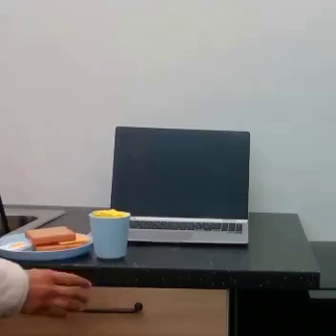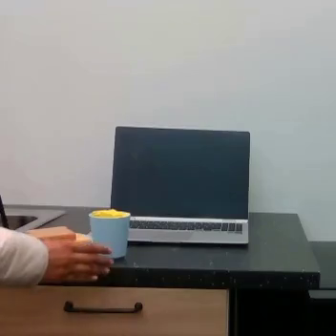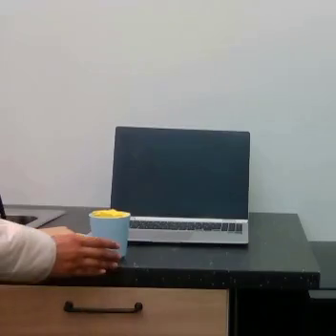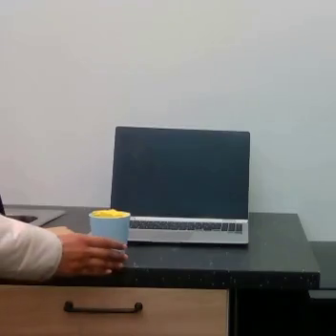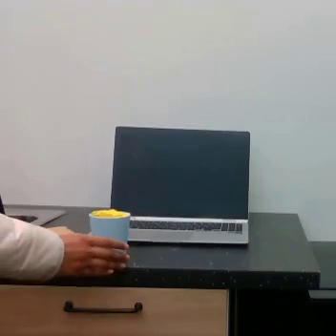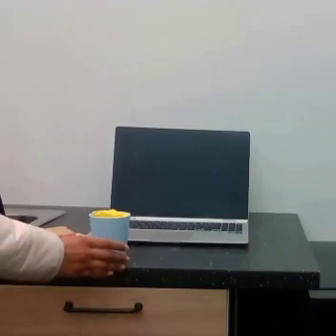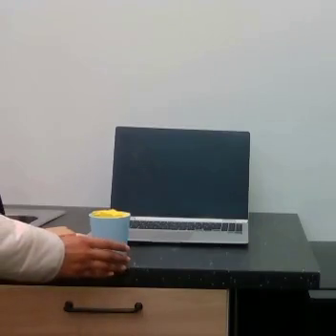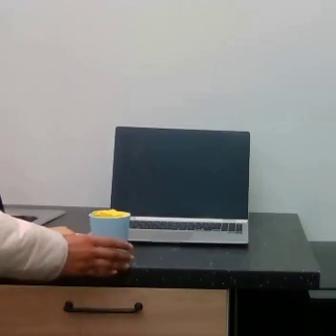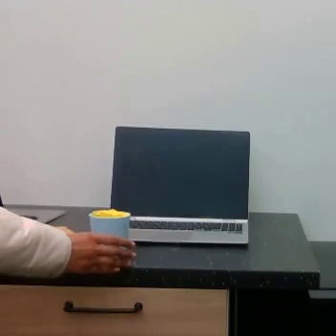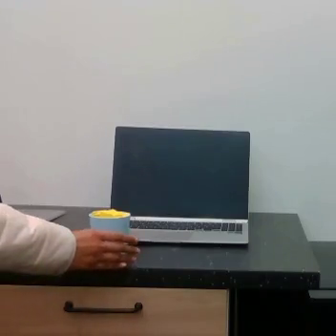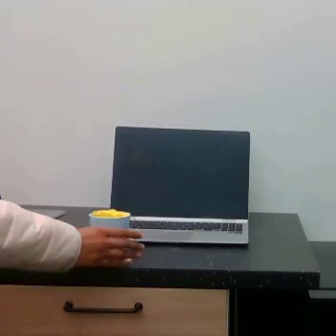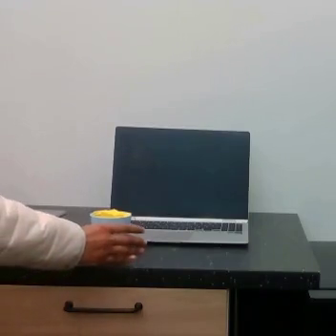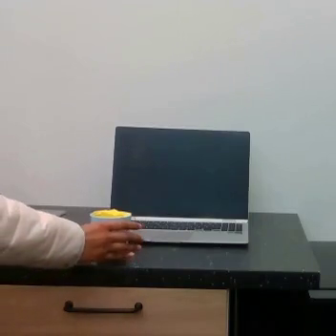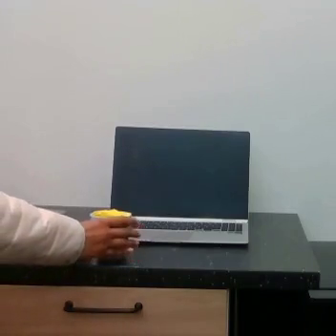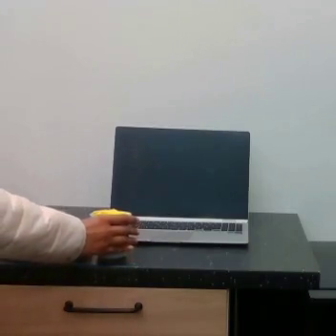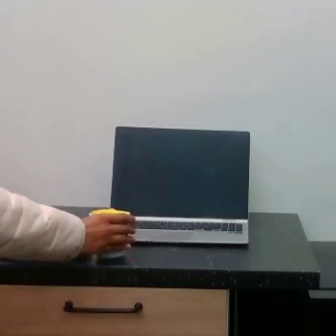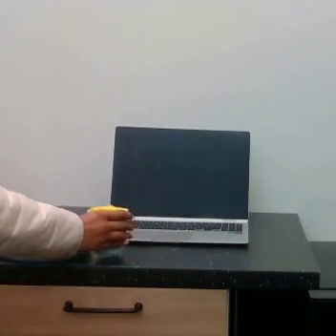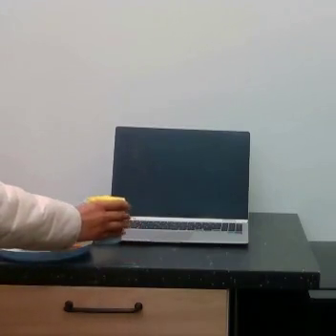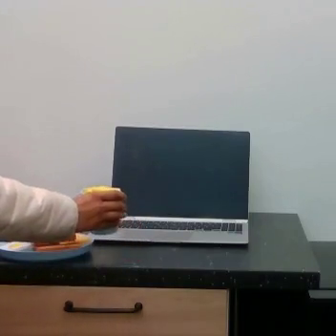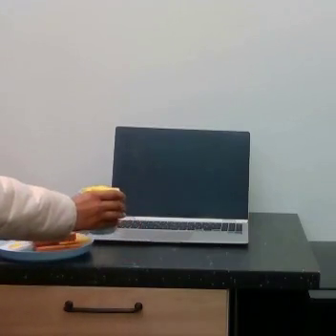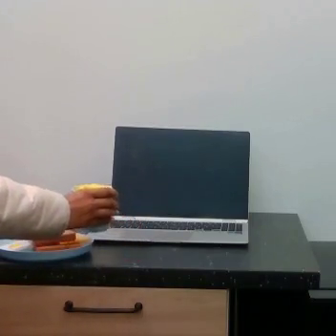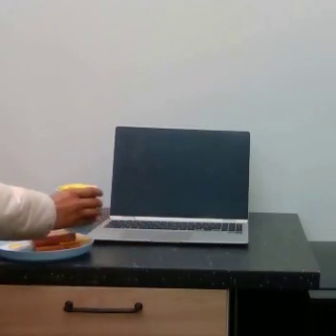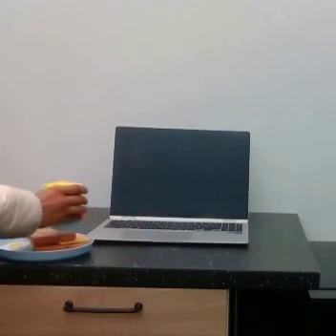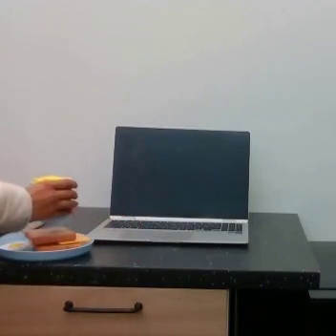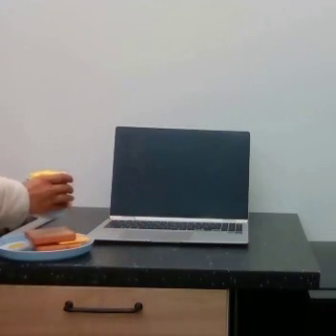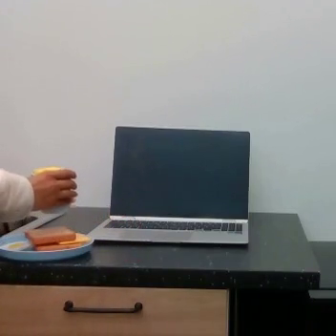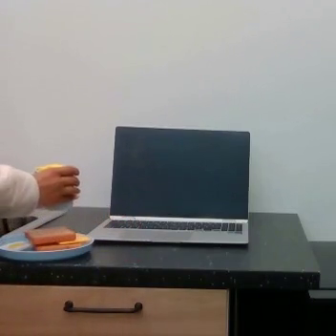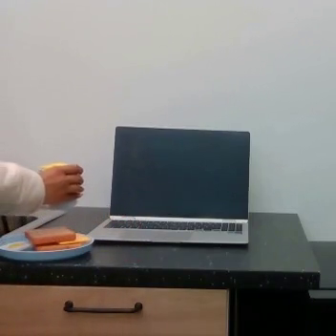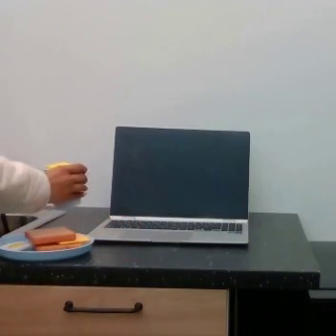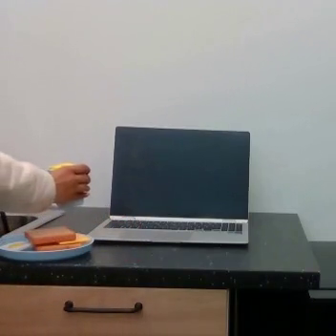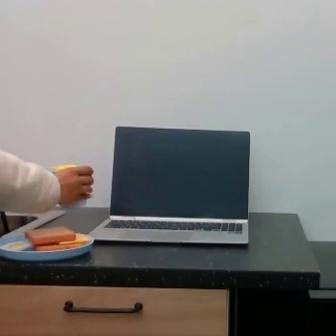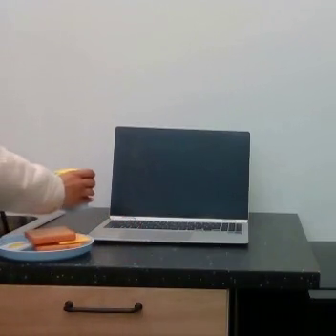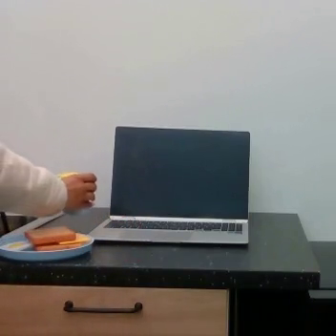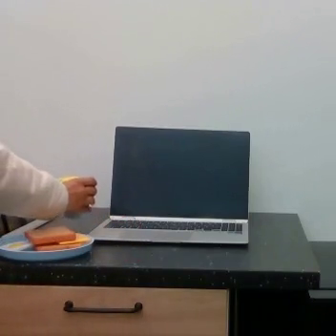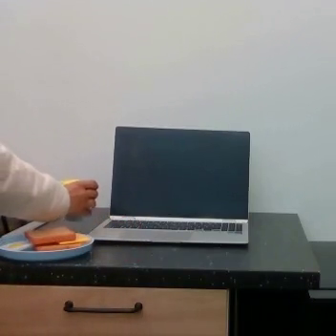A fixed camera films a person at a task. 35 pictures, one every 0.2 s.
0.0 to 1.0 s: The hand goes upward and to the right.
1.0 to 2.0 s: The hand goes to the right.
2.0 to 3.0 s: The hand goes upward.
3.0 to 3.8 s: The hand goes upward.
3.8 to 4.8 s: The hand goes to the left.
4.8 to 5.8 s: The hand goes to the right.
5.8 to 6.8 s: The hand goes downward.
Task: pick up the cup and place it left to the laptop.
Motion: move upward, move to the left, then move downward to the right.
